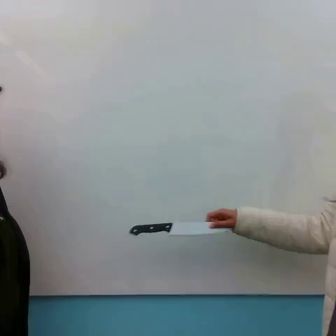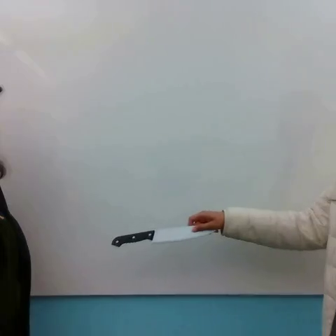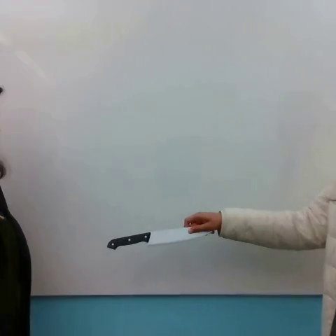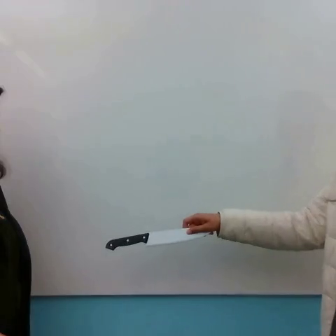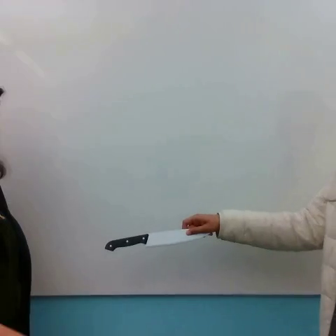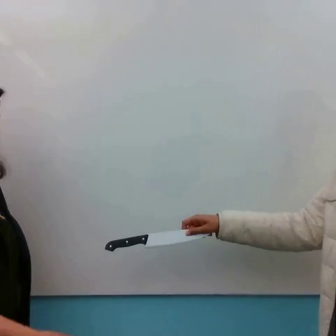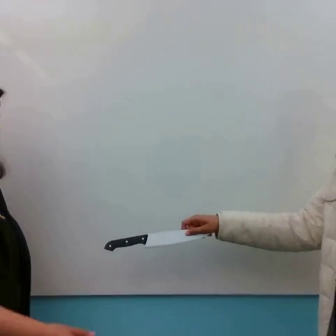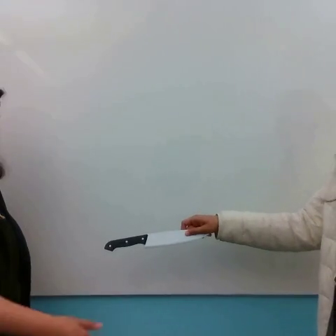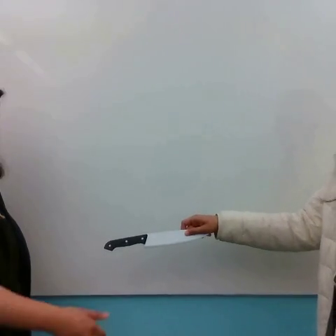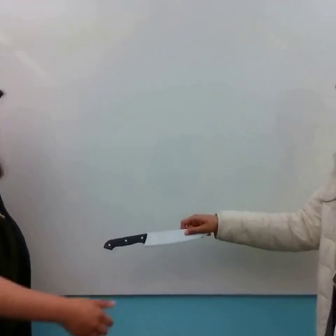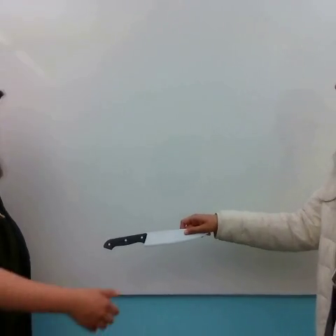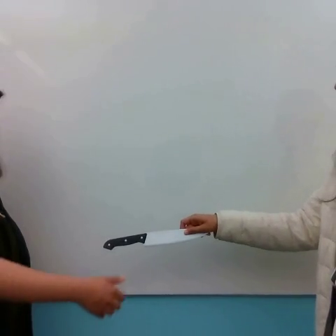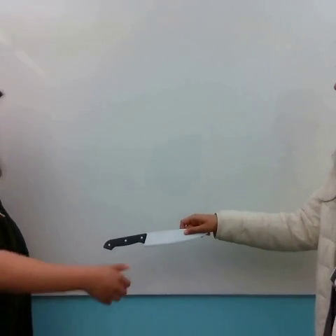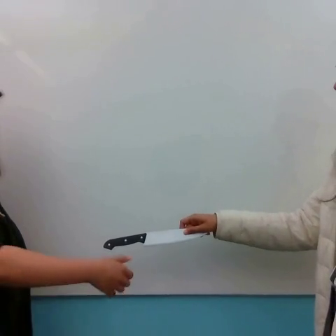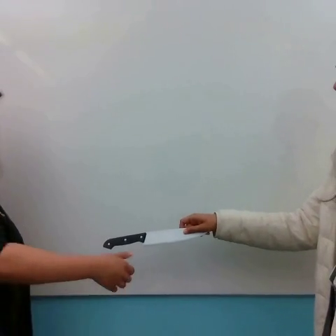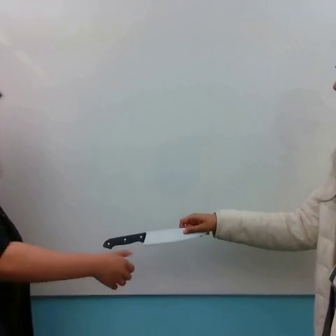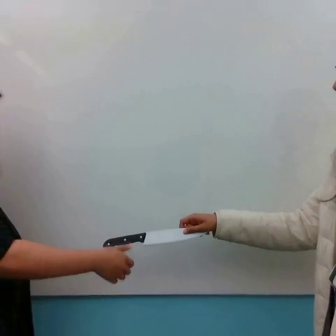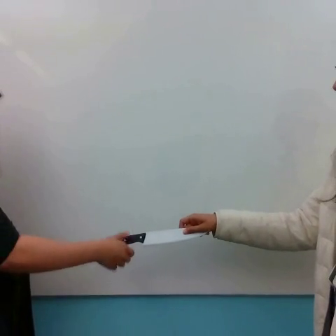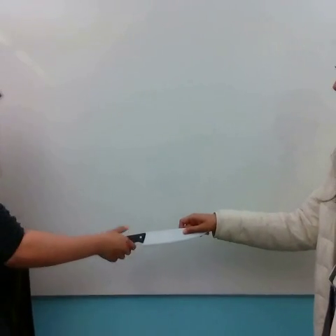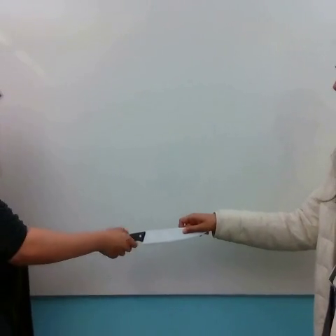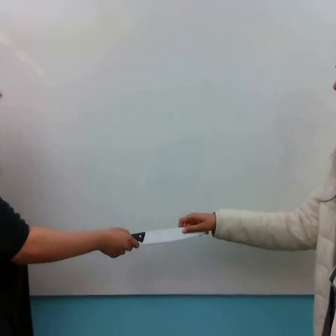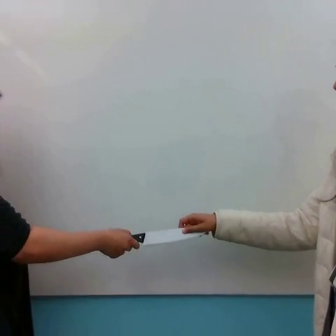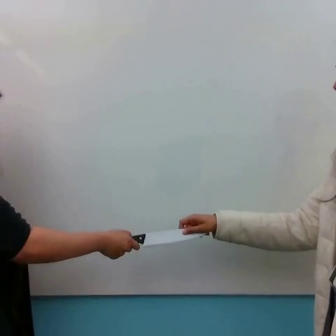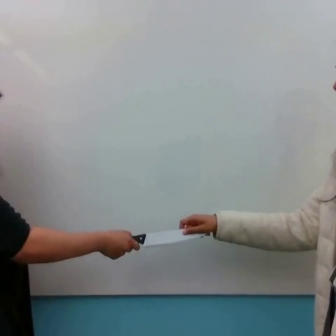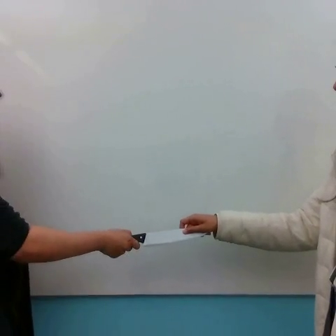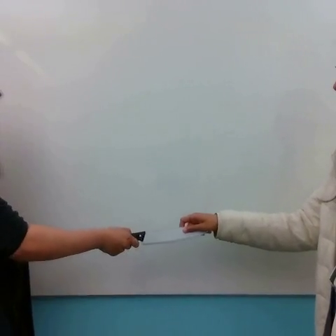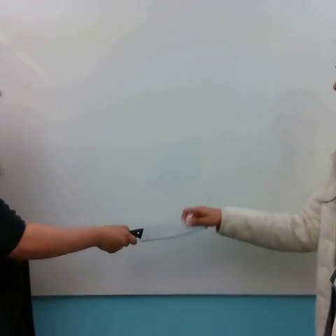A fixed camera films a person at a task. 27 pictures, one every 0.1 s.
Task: handover knife.
Motion: move to the left.
0.0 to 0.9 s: The hand goes to the left.
0.9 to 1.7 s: The hand stays where it is.
1.7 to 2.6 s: The hand moves only a little.
